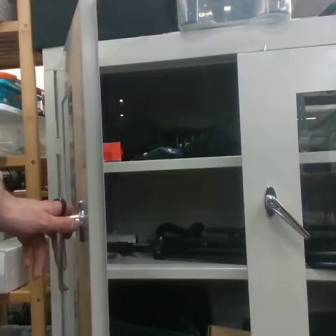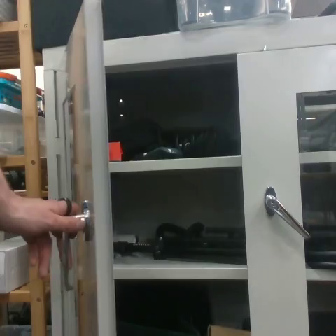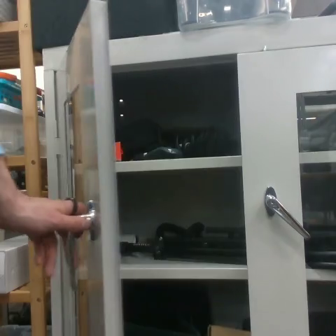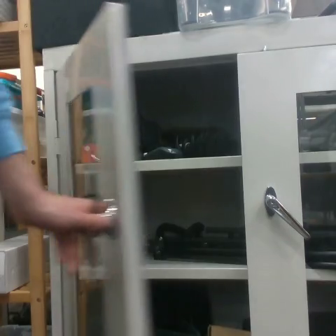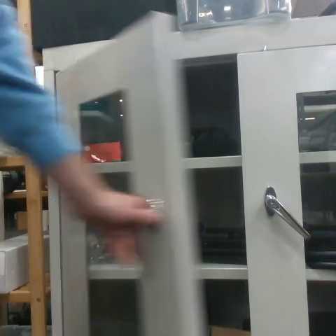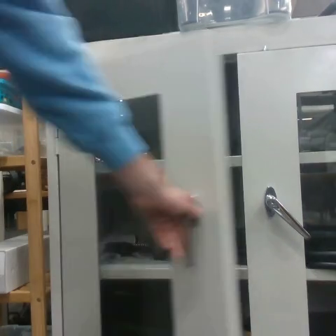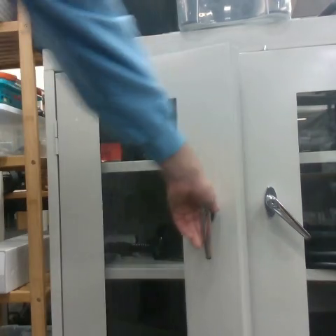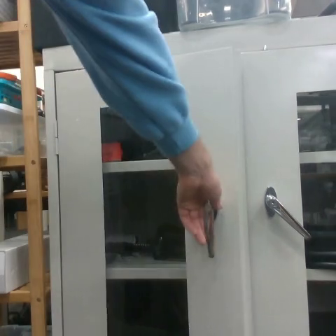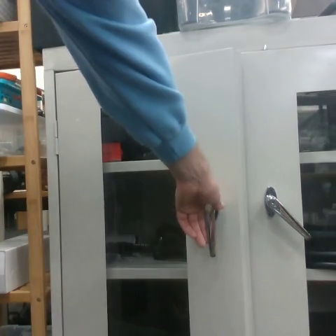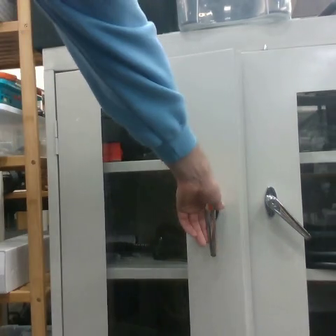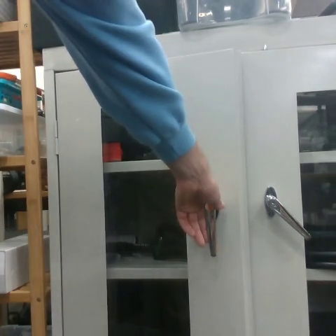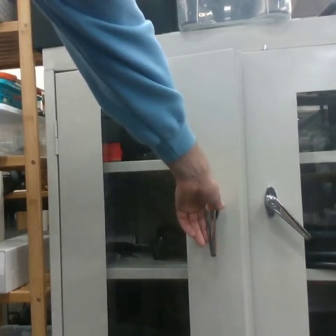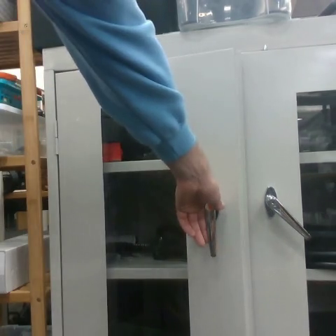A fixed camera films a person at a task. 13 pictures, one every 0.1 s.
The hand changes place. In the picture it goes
to the right.
0.0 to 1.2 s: The hand goes to the right.
Task: close the cabinet.
Motion: move slowly to the right.
